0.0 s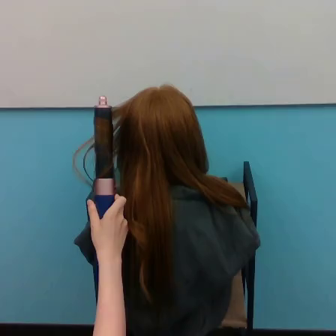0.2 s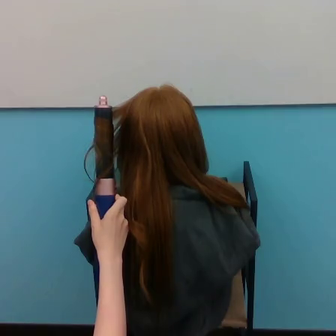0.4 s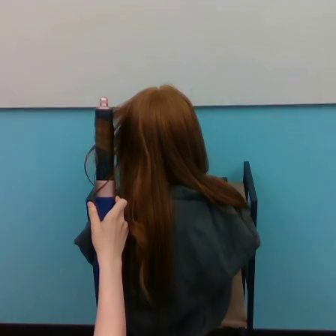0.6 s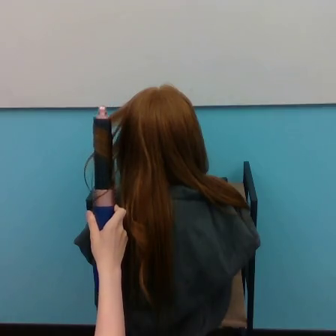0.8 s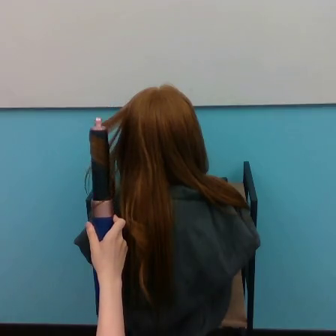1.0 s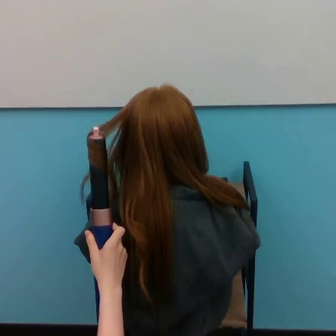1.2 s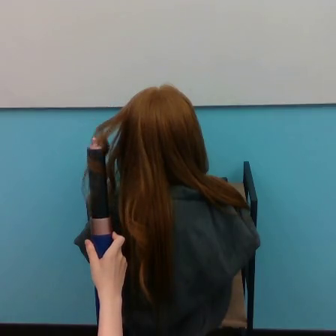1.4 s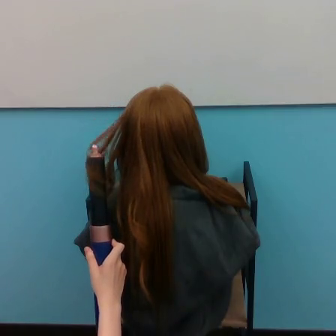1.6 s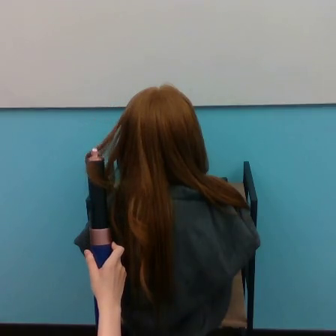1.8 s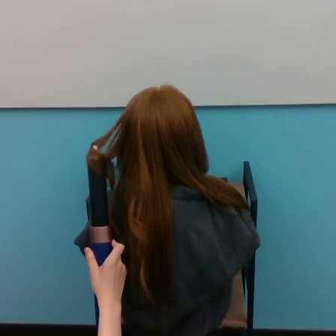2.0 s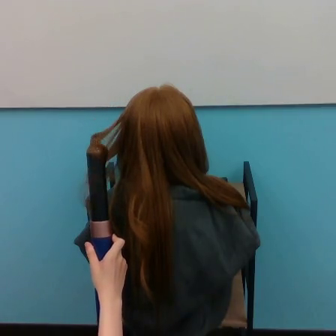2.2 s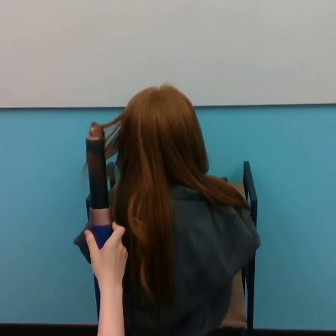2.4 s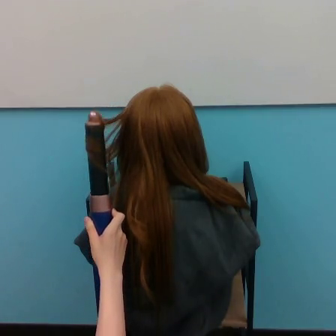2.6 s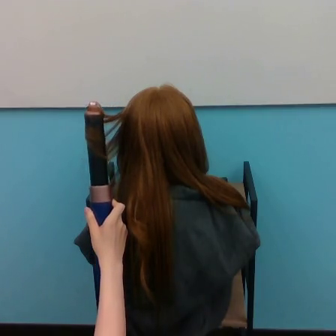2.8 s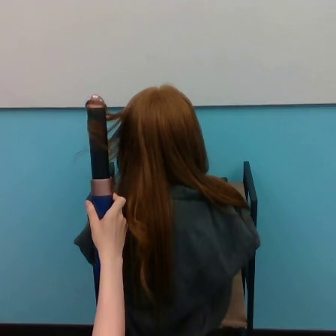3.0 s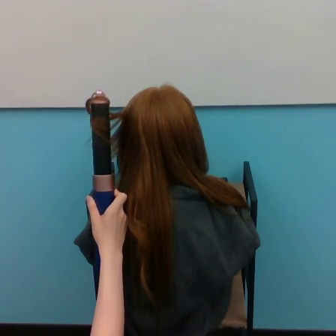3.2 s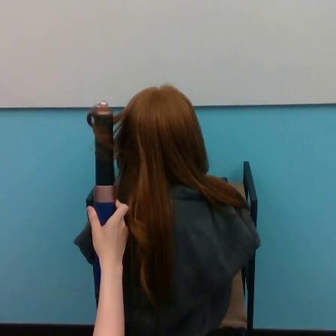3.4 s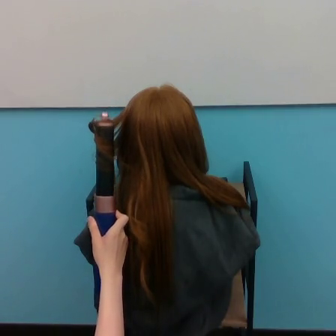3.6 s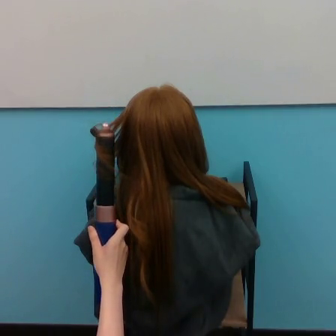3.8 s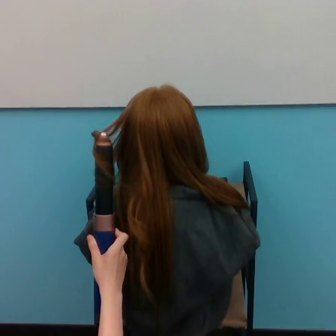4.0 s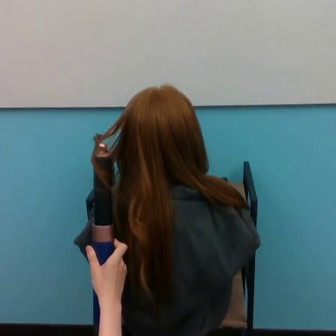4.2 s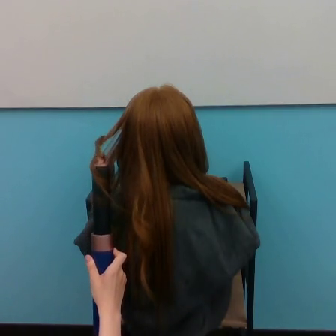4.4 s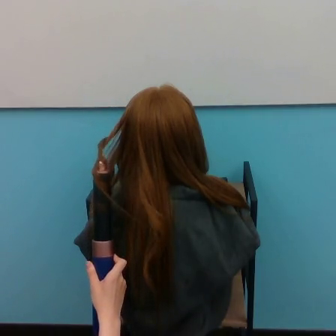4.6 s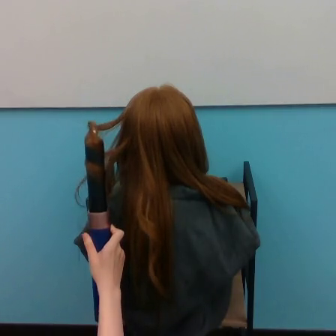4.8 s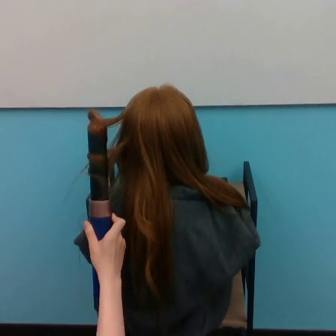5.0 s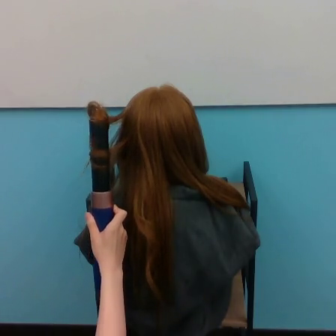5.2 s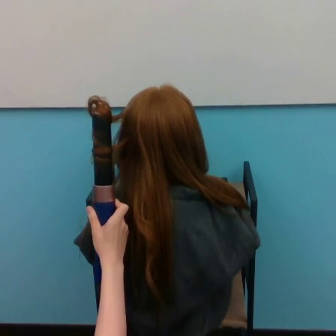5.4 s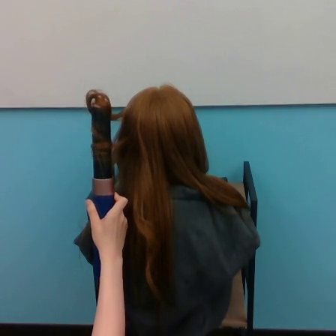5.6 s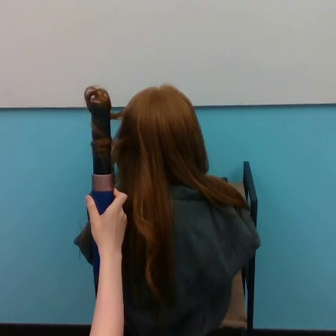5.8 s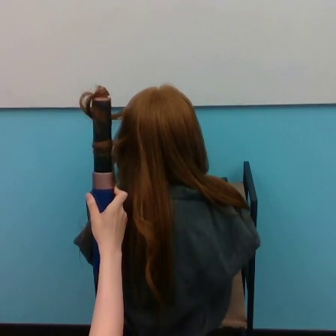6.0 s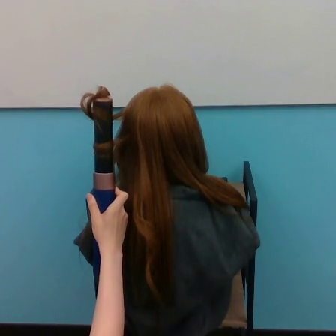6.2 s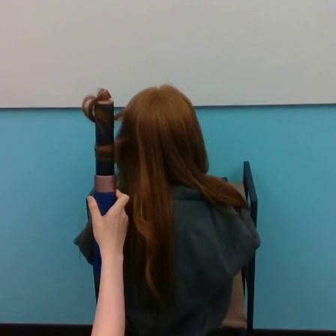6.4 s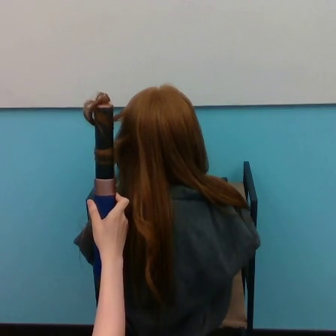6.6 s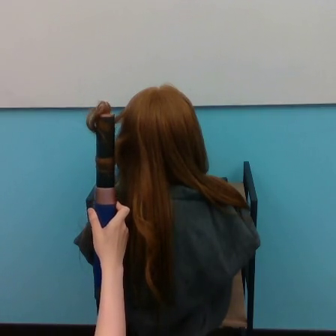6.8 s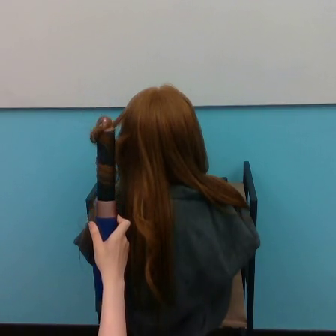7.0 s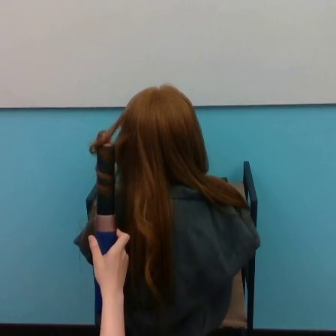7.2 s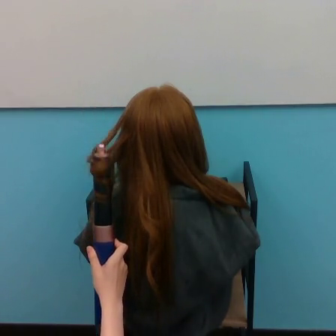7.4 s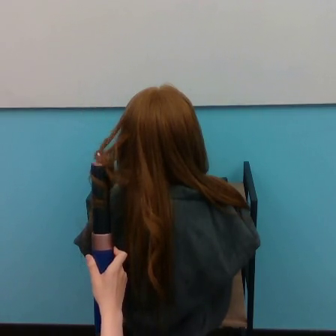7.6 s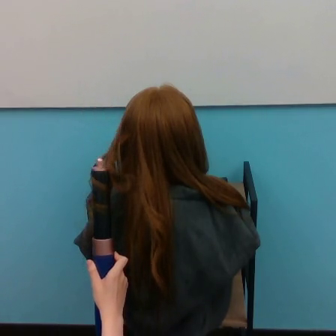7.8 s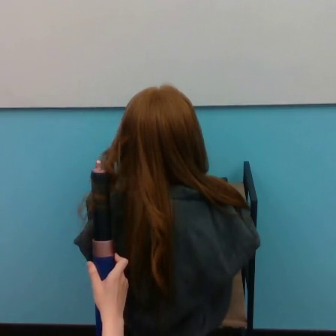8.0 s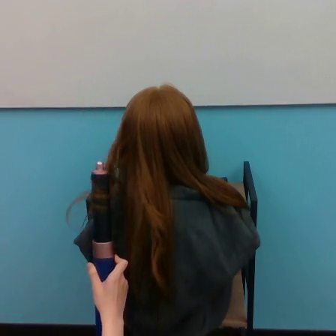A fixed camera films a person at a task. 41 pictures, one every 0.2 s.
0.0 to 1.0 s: The hand goes downward.
1.0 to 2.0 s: The hand goes downward.
2.0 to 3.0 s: The hand goes upward.
3.0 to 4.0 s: The hand goes downward.
4.0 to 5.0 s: The hand goes upward.
5.0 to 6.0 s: The hand goes upward.
6.0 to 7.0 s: The hand goes downward.
7.0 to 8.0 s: The hand goes downward.
Task: curl hair.
Motion: move down and up 2.5 times.
